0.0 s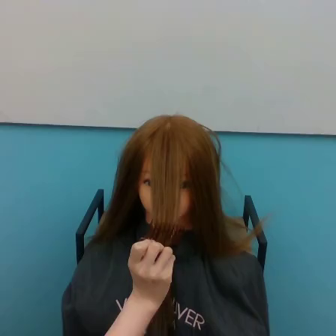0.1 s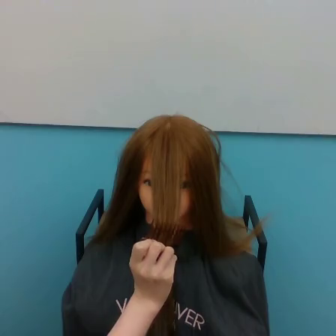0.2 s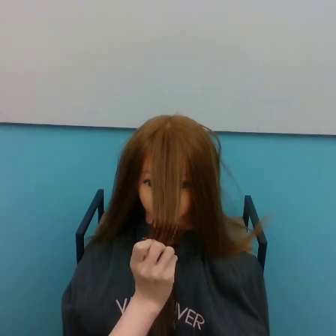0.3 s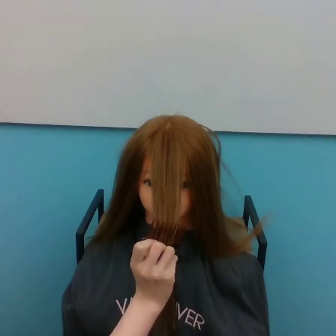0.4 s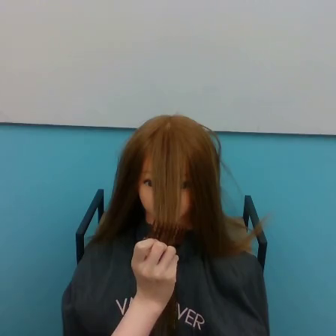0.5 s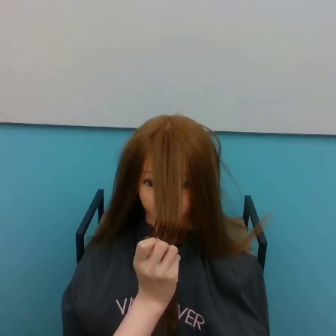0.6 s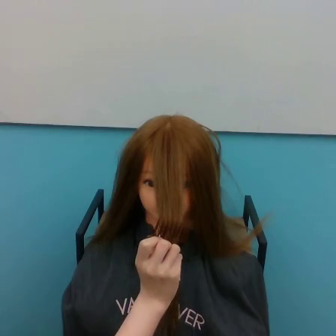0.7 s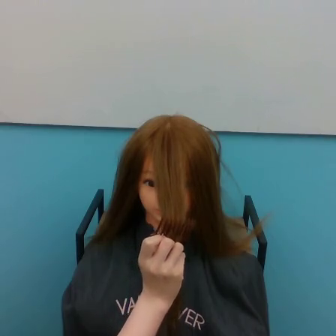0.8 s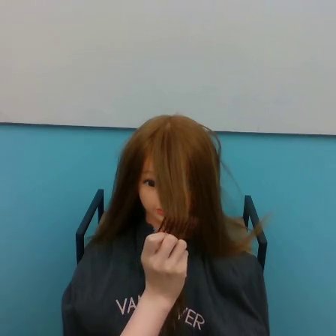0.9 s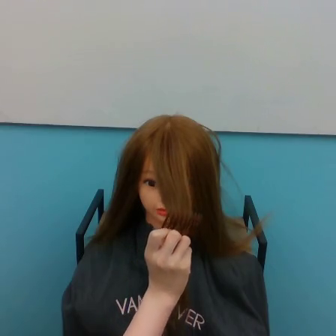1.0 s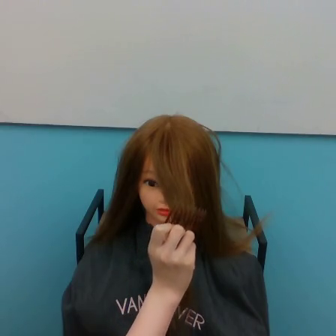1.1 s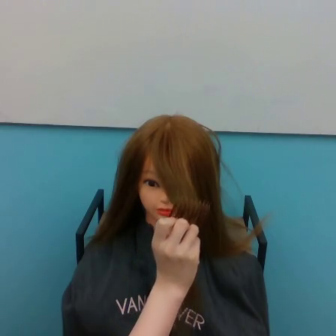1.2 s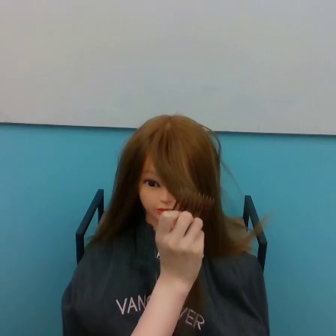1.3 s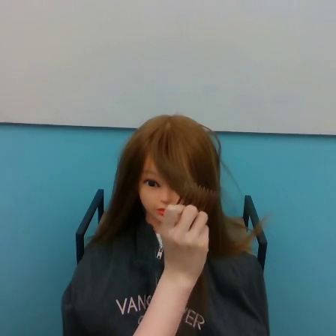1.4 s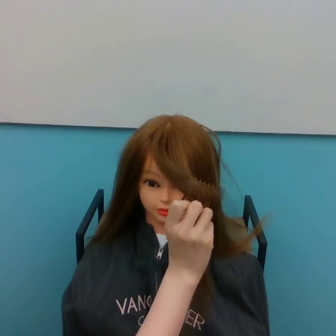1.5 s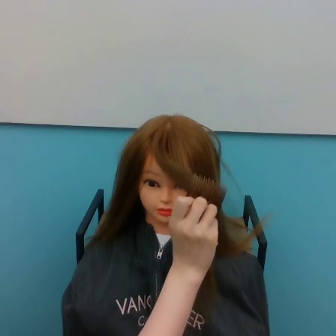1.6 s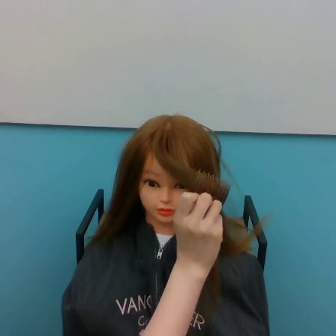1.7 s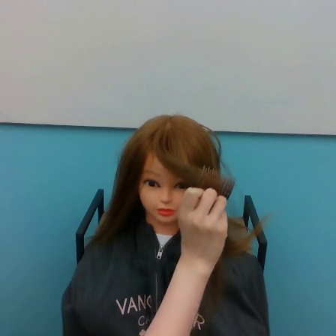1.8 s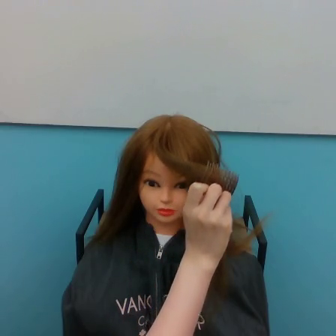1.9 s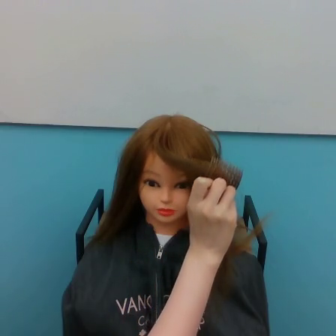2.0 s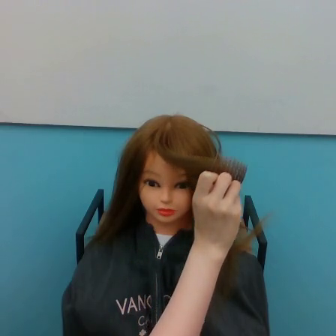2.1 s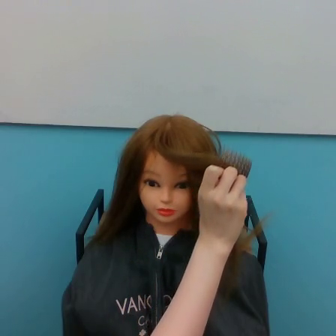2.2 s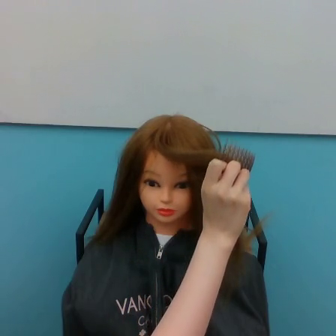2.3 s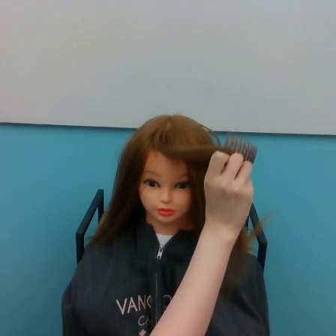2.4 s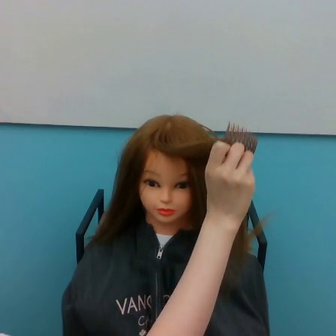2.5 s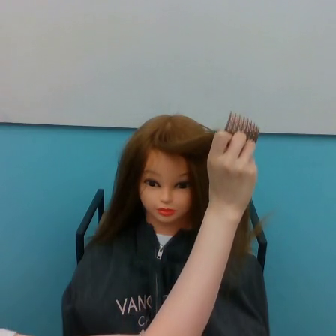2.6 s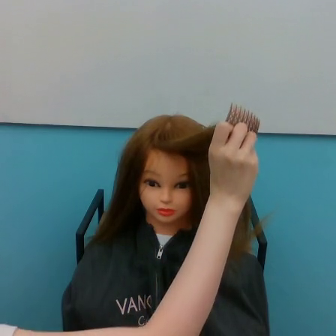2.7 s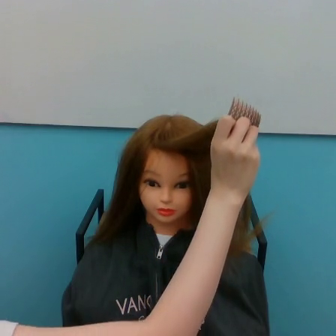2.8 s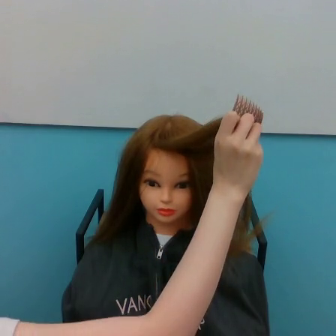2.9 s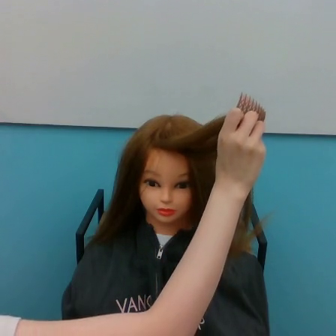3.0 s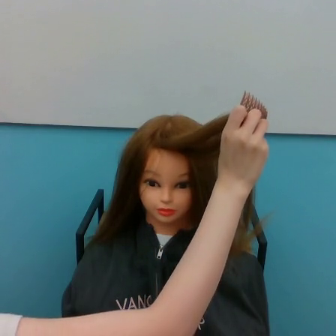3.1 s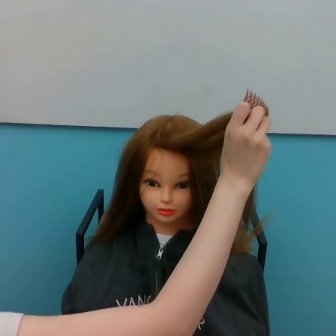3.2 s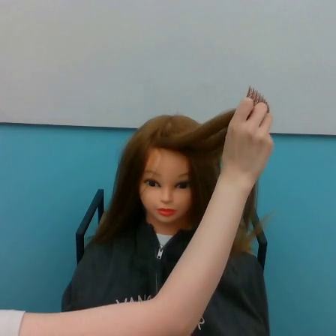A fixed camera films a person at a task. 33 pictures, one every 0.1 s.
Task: tidy front hair.
0.0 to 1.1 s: The hand goes to the right and upward.
1.1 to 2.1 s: The hand goes upward and to the right.
2.1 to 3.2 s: The hand goes upward and to the right.
